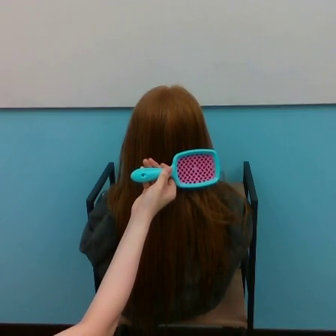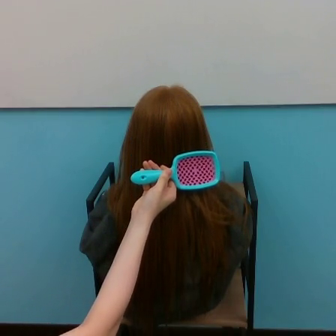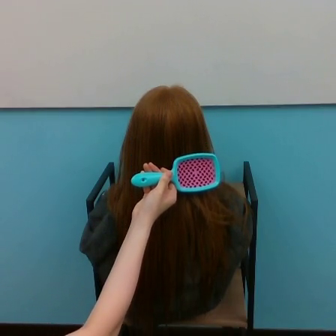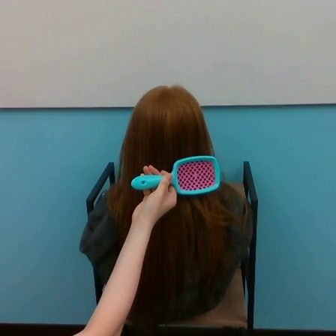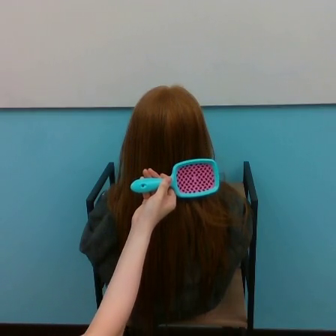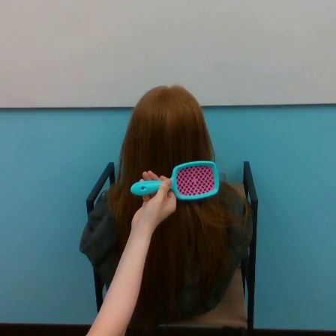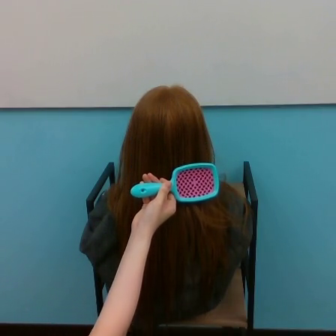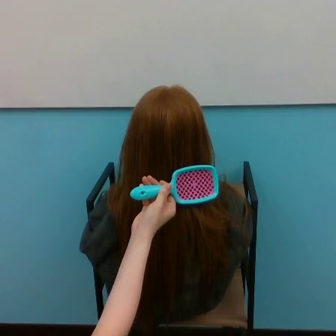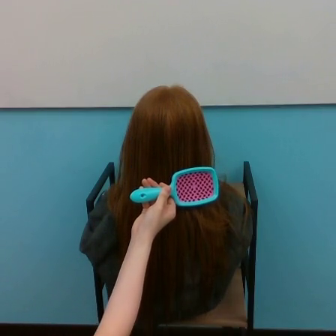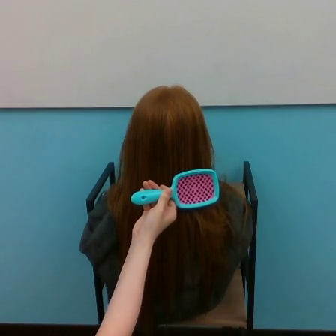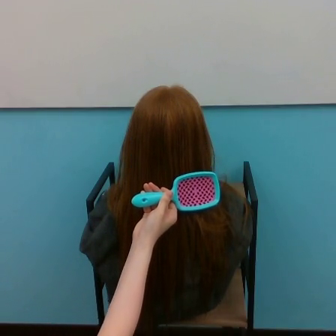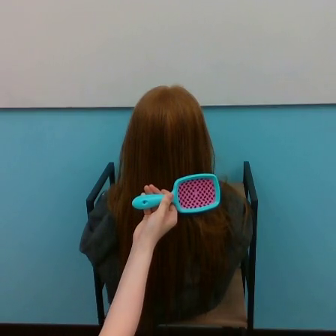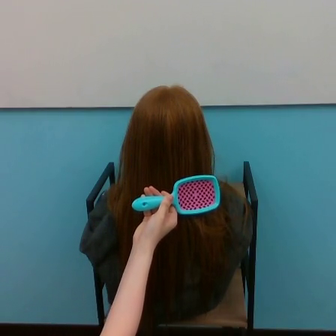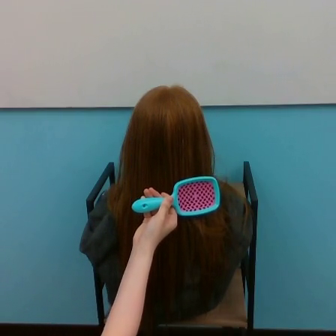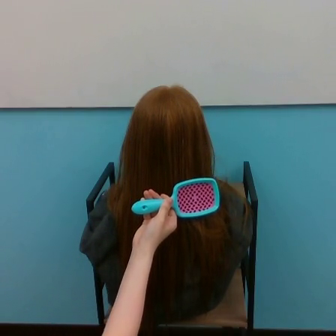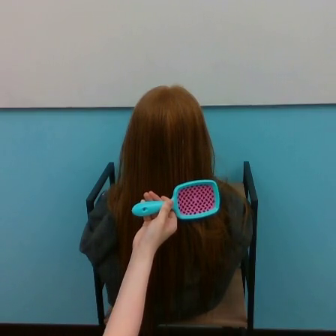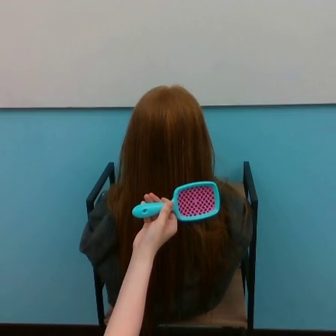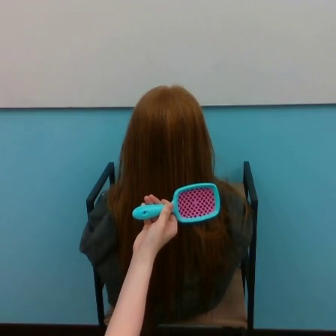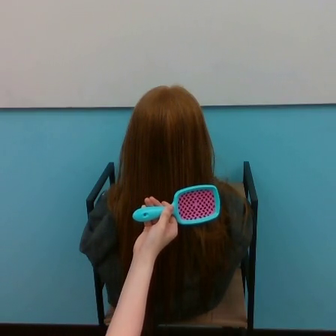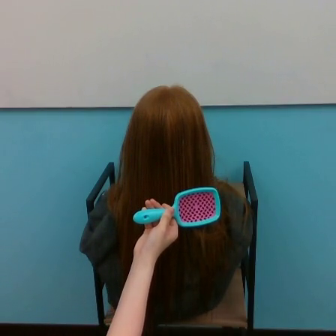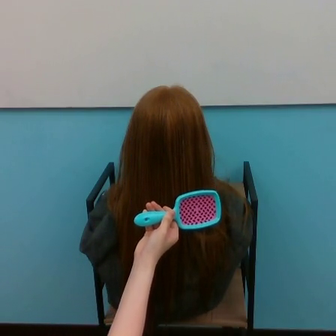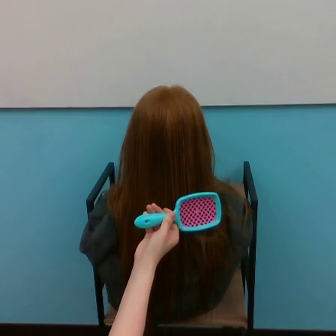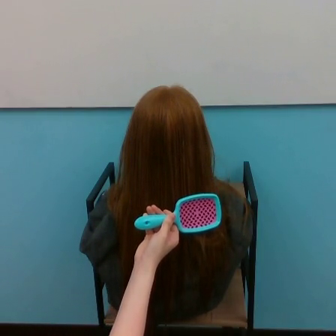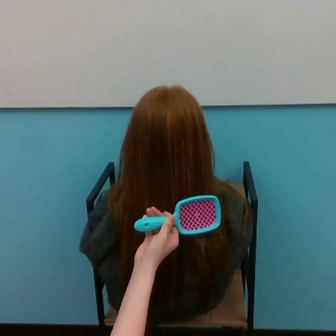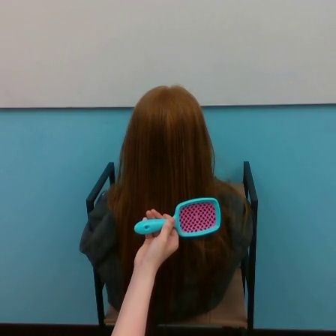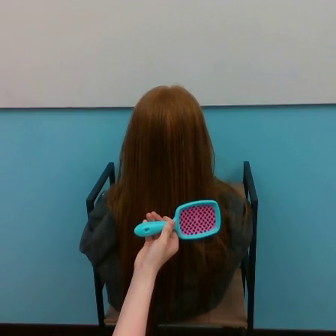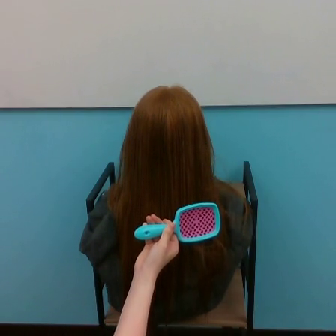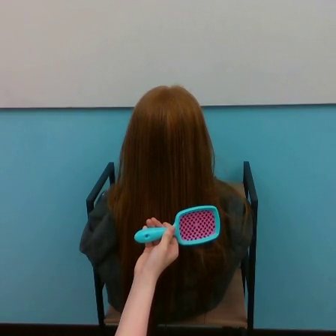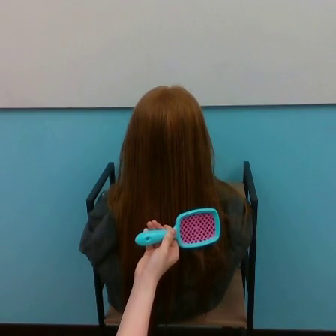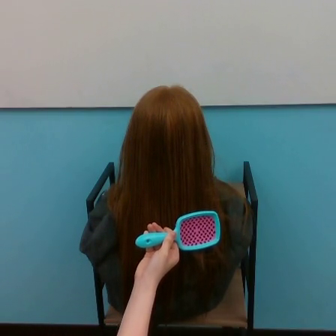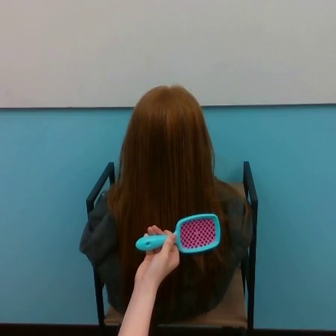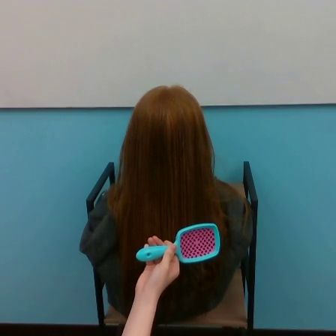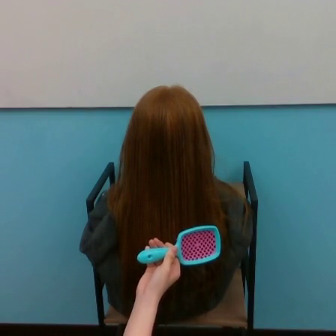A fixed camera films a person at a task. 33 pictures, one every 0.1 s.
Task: brush hair.
0.0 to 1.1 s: The hand goes downward.
1.1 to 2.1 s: The hand goes downward.
2.1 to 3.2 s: The hand goes downward.
